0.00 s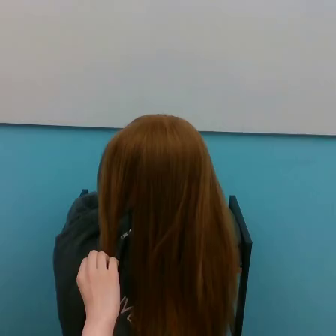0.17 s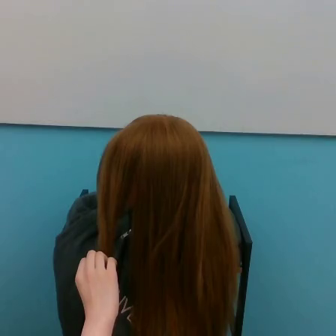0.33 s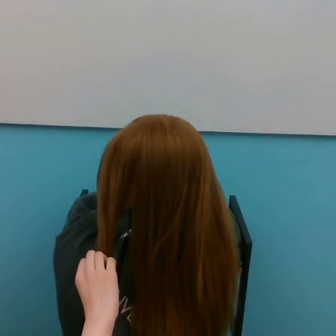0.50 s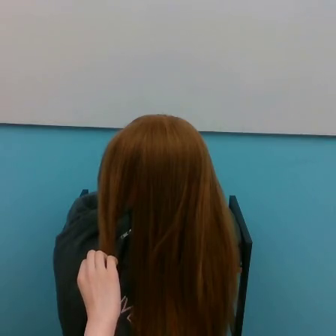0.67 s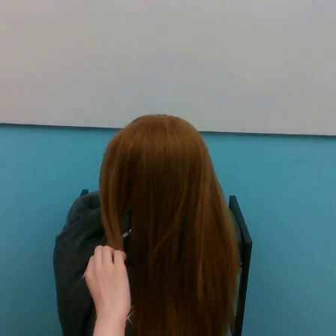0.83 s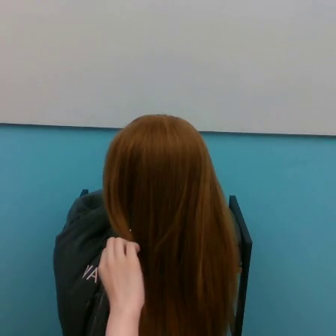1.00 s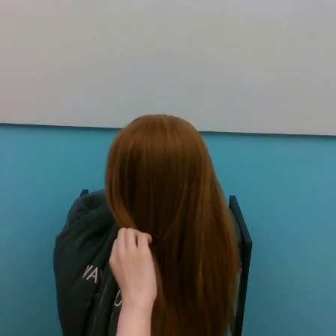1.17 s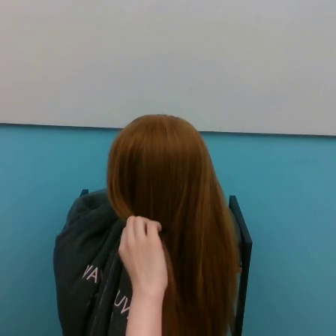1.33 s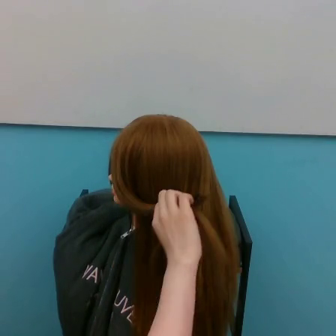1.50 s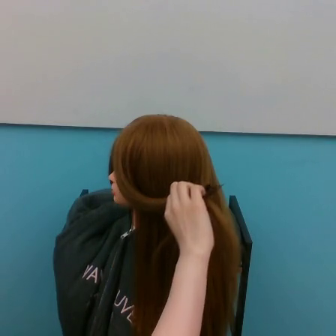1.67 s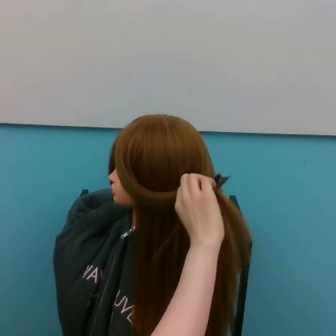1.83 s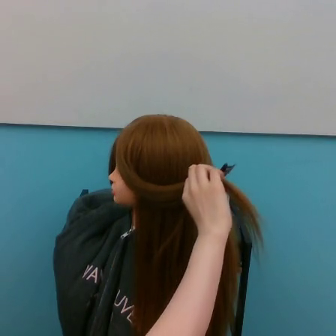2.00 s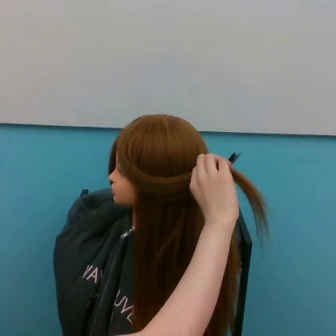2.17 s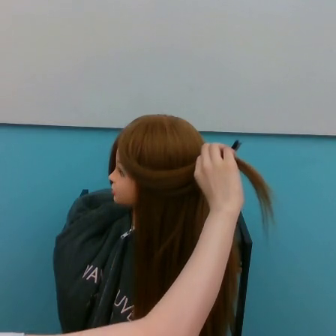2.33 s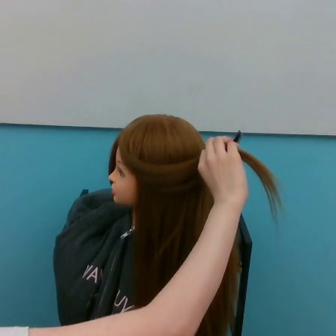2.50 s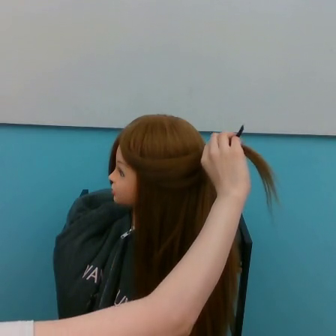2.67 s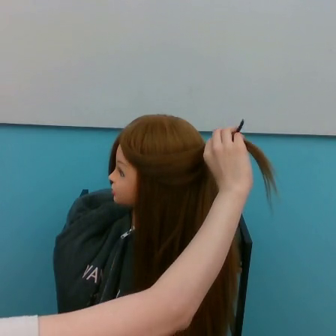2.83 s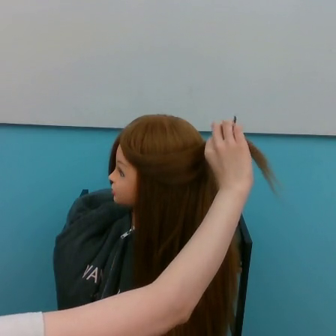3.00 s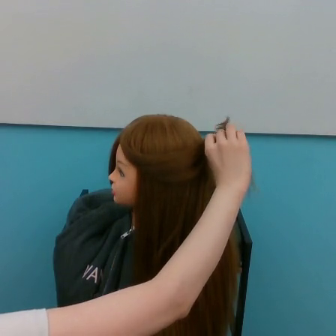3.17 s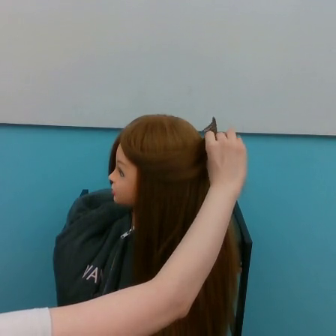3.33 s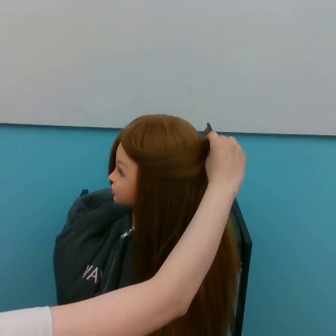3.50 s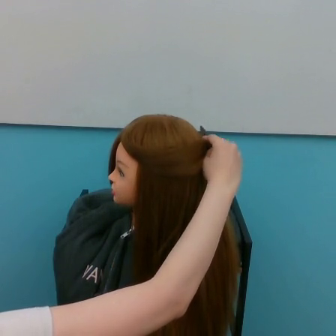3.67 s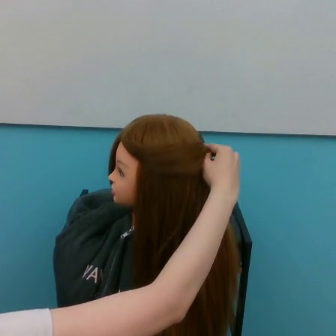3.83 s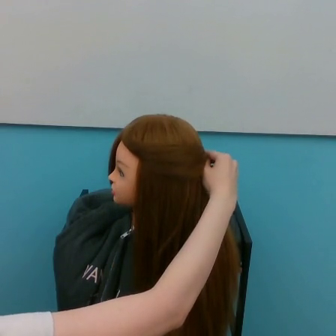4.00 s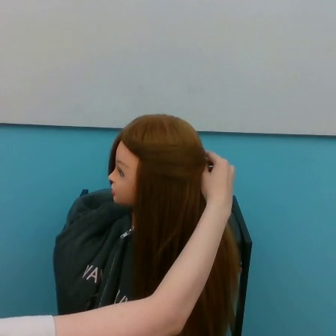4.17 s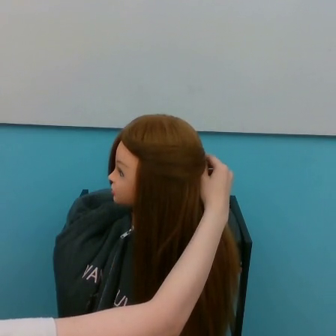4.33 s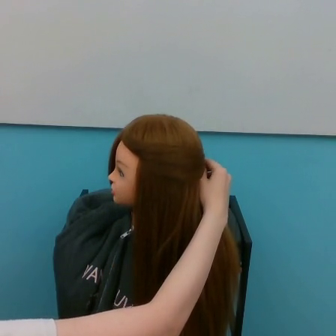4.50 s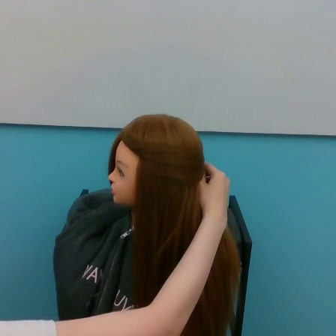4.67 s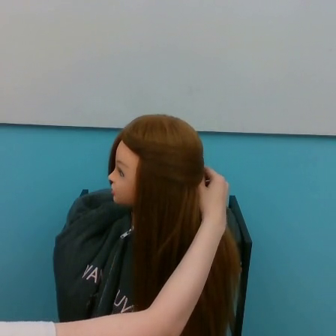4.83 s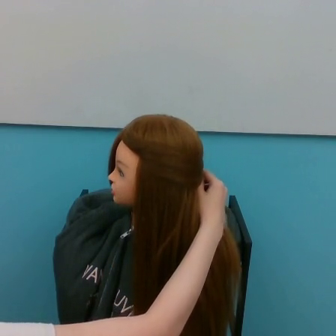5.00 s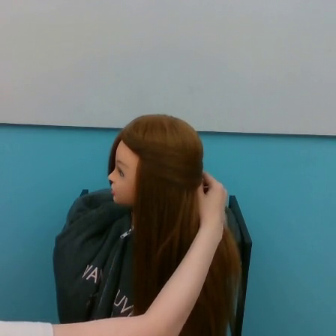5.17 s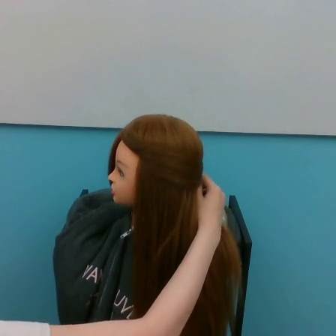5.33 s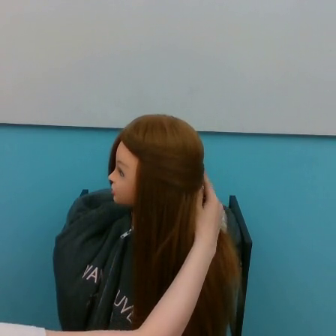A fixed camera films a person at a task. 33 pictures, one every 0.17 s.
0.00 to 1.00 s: The hand goes to the right and upward.
1.00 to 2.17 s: The hand goes upward and to the right.
2.17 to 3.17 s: The hand goes upward.
3.17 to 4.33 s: The hand goes downward.
4.33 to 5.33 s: The hand goes downward.
Task: tidy side hair.
Motion: move upward and to the right, then move downward.
